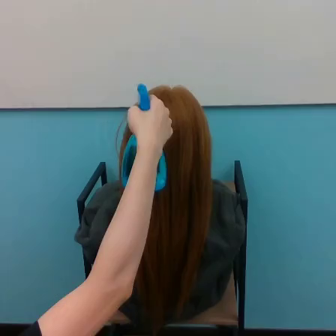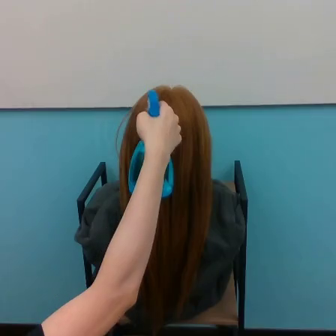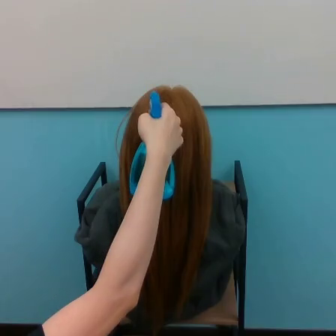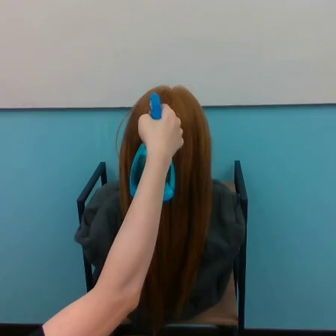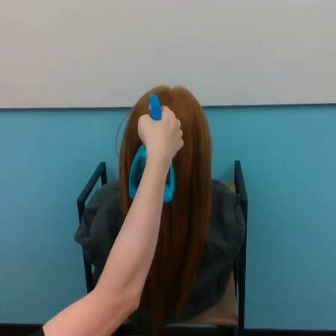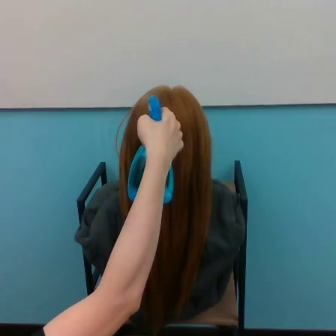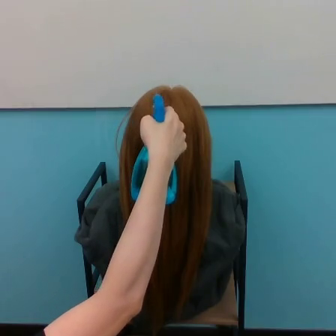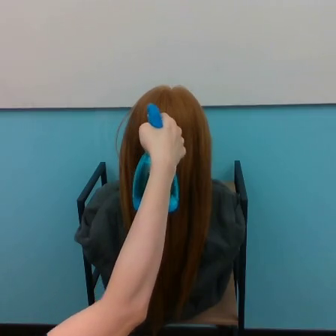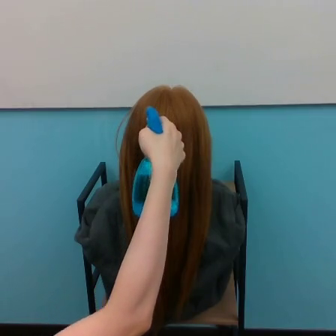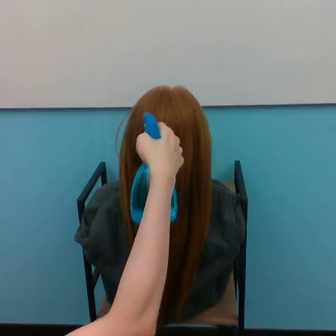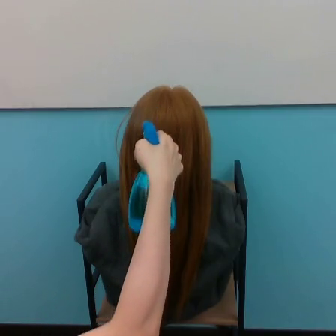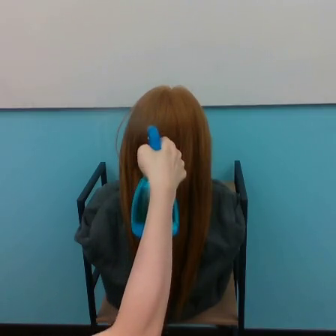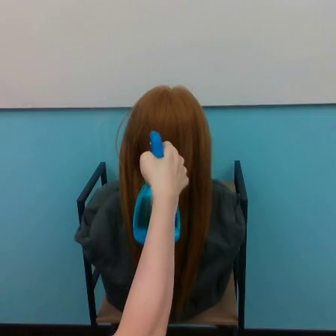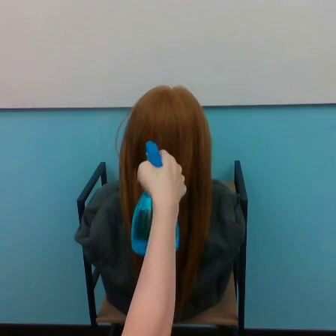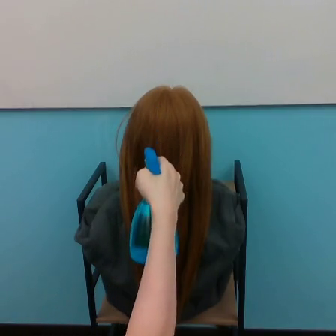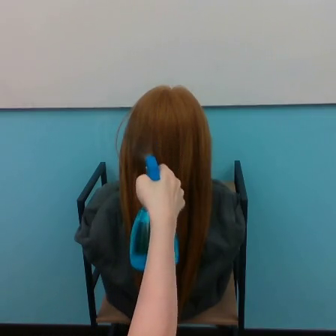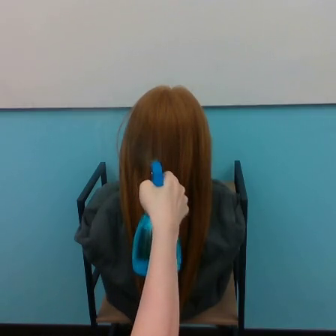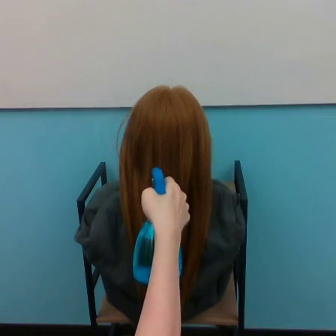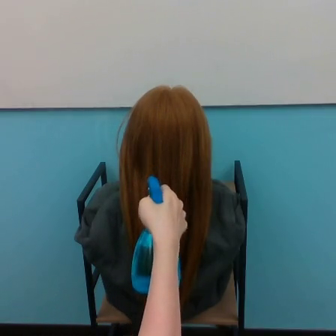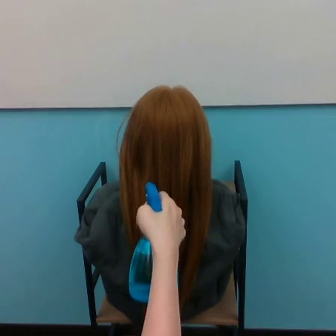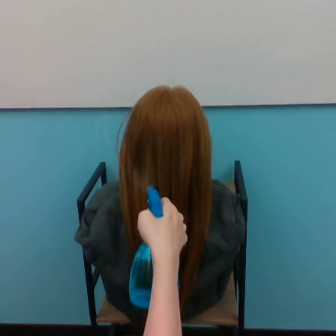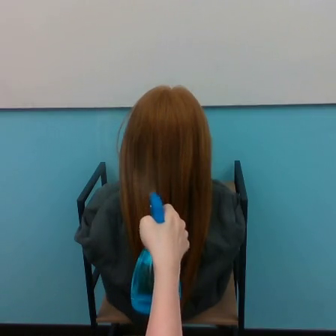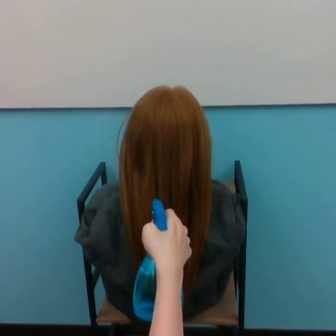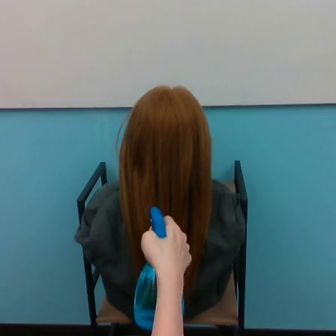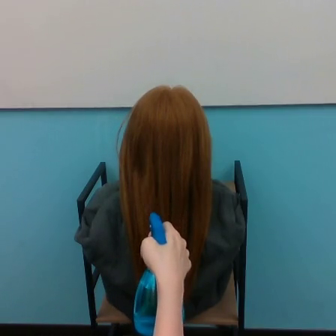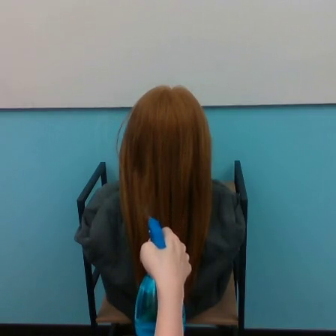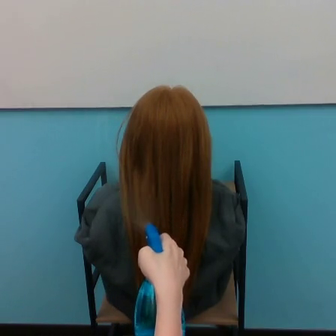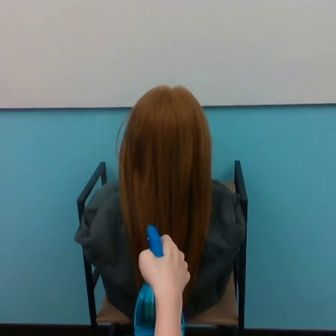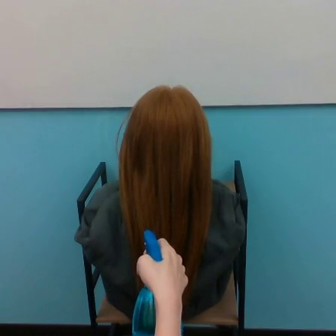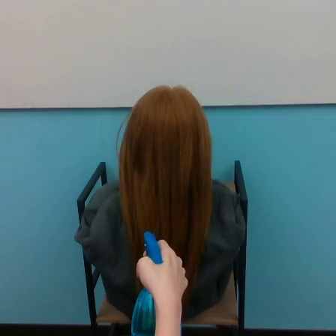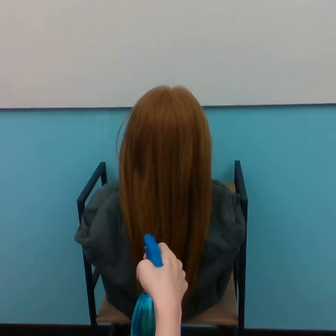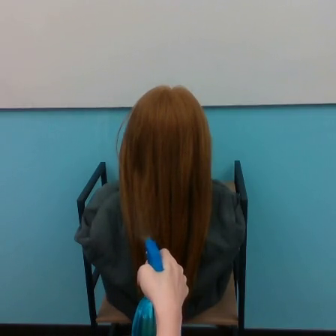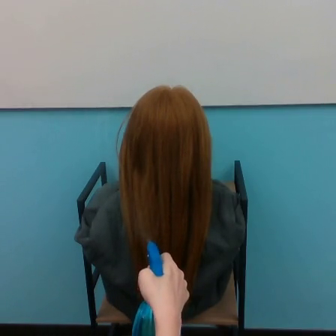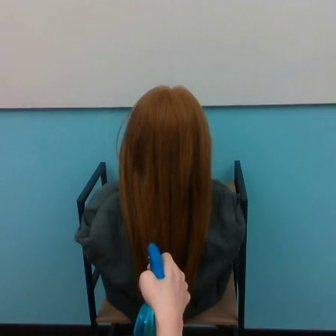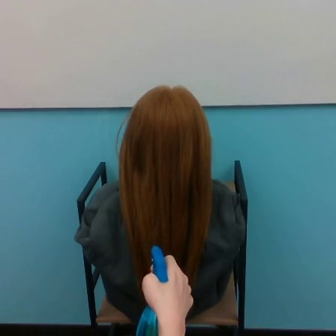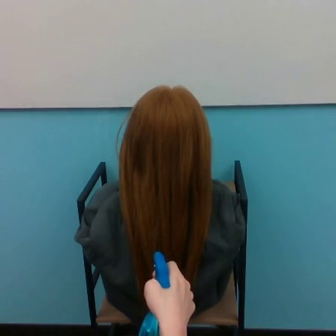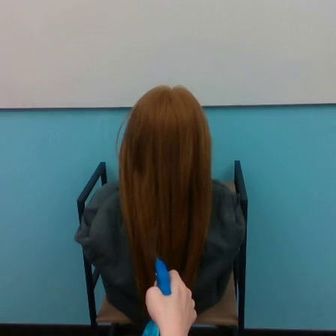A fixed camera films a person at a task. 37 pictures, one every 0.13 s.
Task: spray water on hair.
Motion: move downward.
0.00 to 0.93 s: The hand goes downward.
0.93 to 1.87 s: The hand goes downward.
1.87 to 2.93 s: The hand goes downward.
2.93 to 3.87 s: The hand goes downward.
3.87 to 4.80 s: The hand goes downward.
